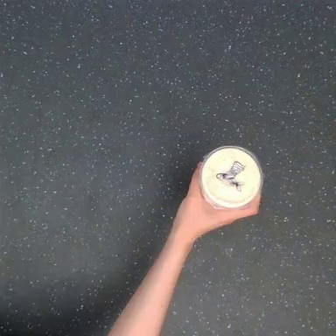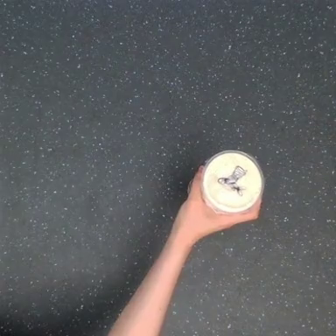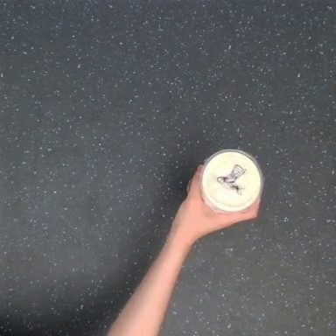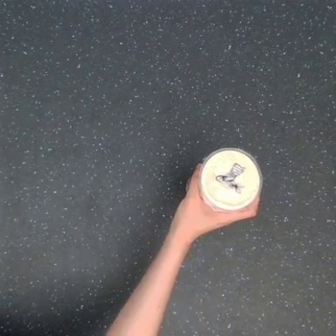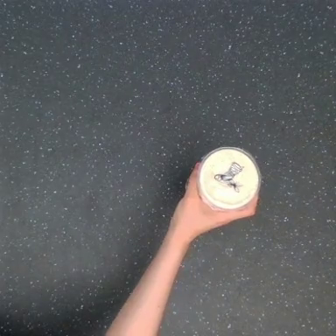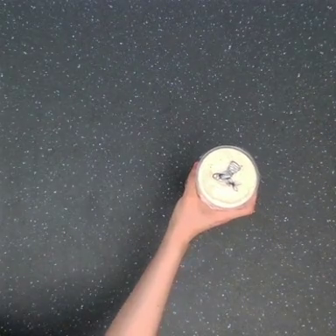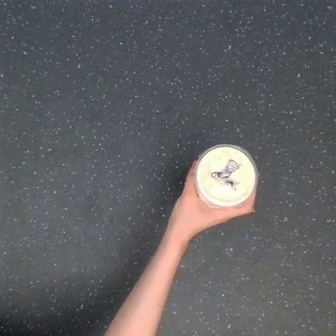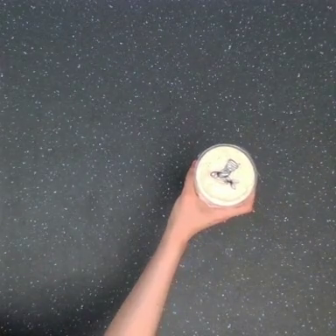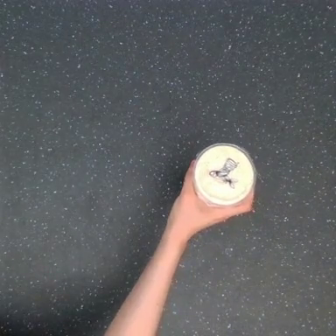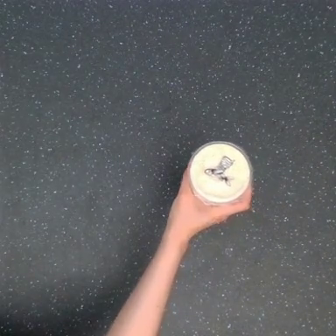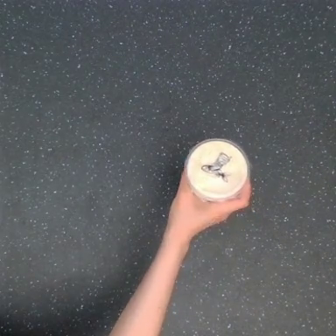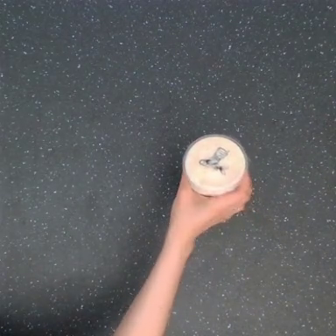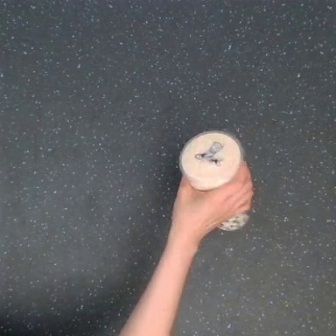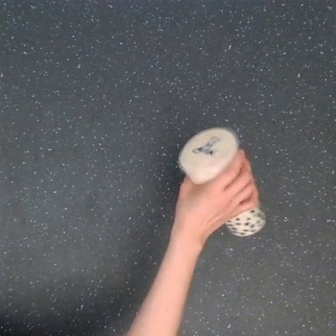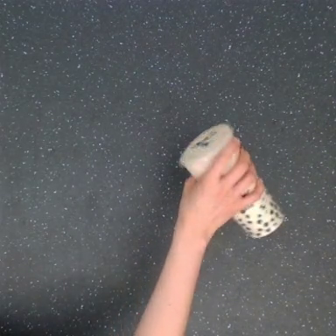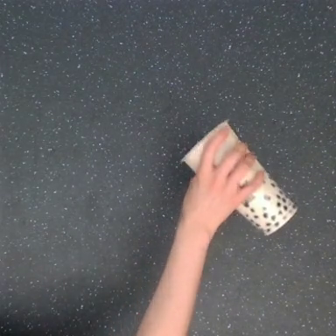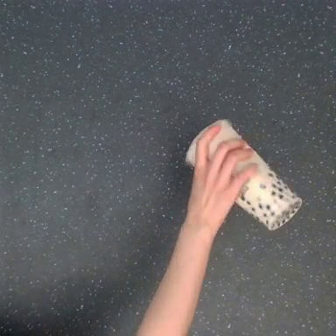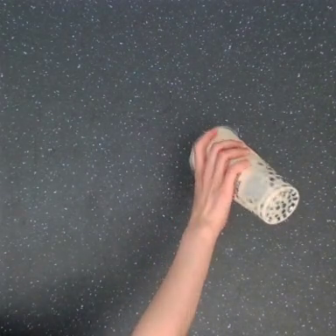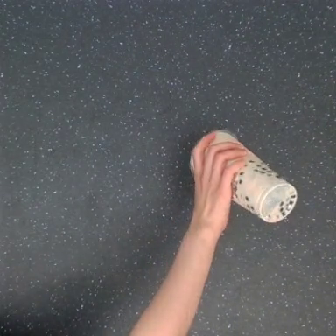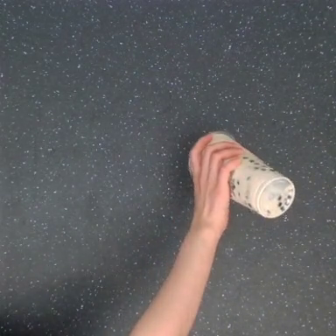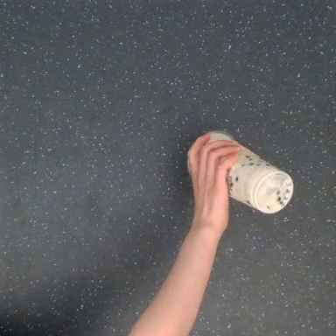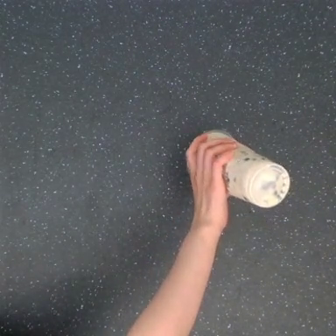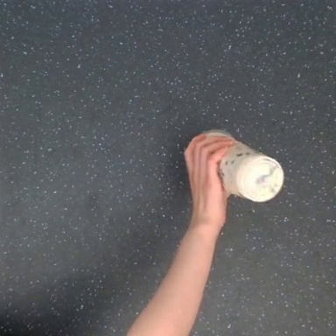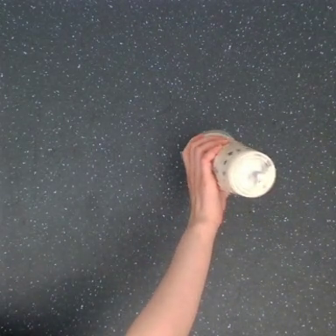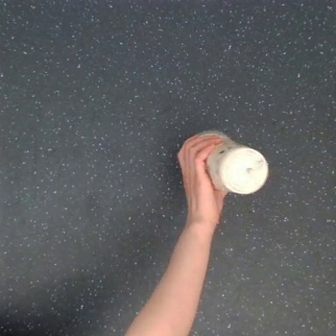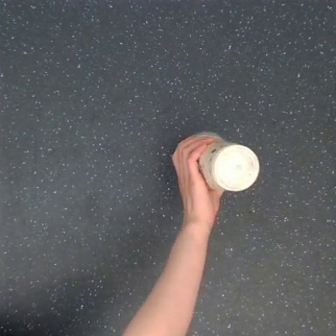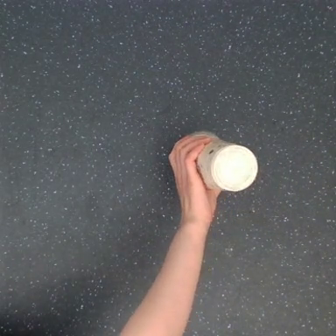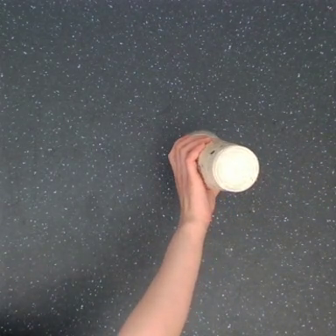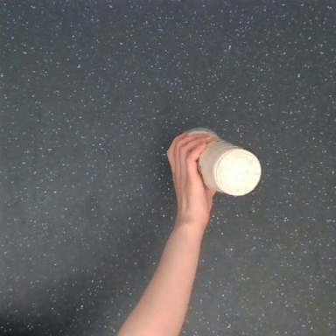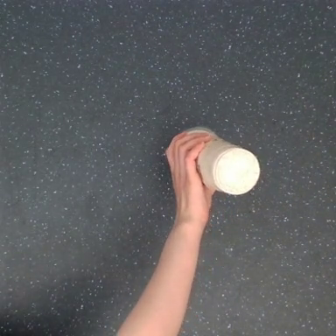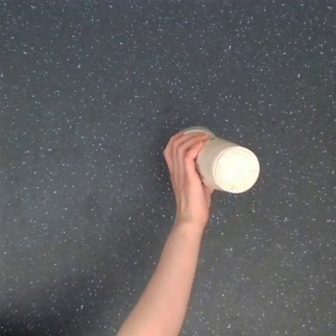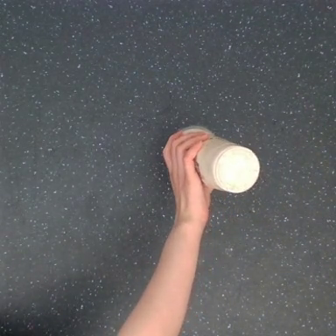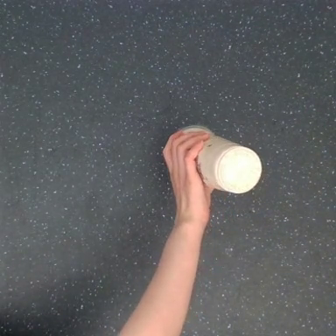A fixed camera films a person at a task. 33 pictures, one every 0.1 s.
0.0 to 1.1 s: The hand moves only a little.
1.1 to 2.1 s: The hand goes upward and to the left.
2.1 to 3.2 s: The hand goes to the left.
Task: shake the boba.
